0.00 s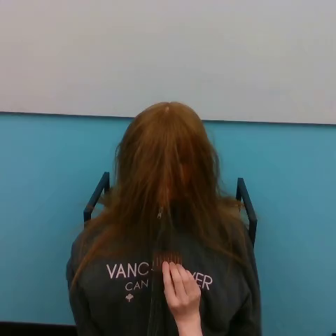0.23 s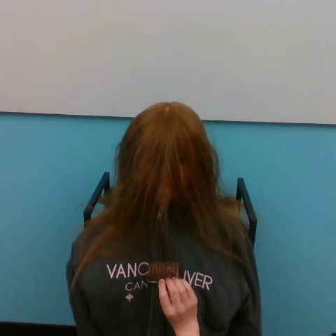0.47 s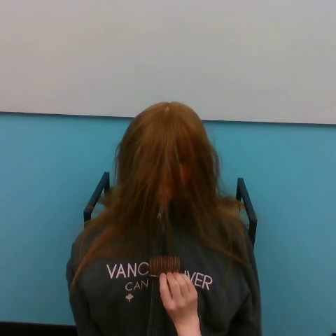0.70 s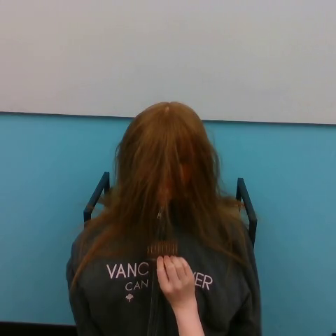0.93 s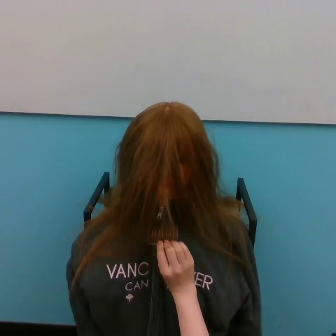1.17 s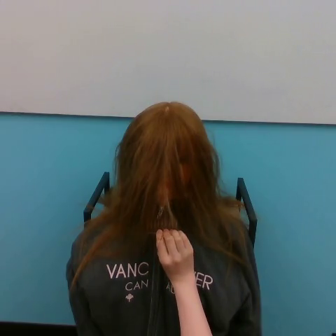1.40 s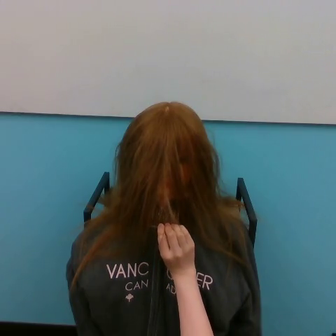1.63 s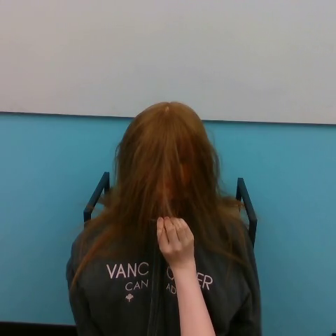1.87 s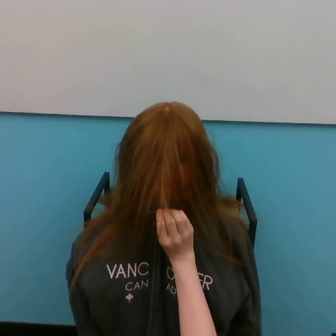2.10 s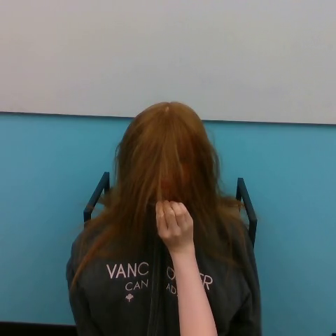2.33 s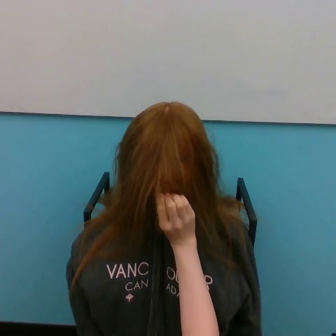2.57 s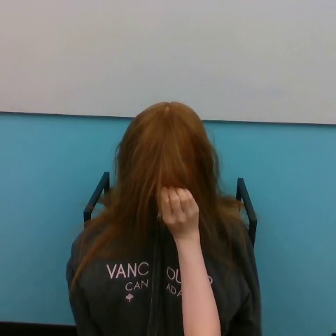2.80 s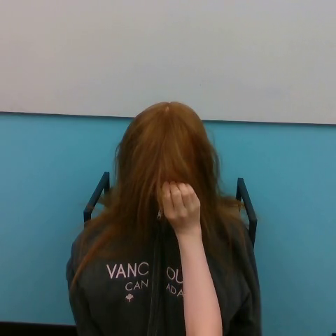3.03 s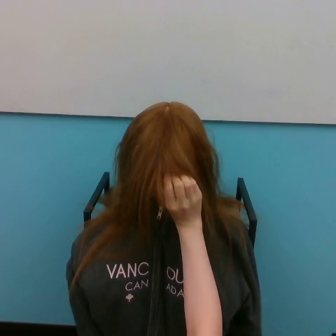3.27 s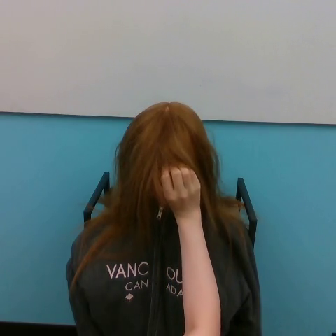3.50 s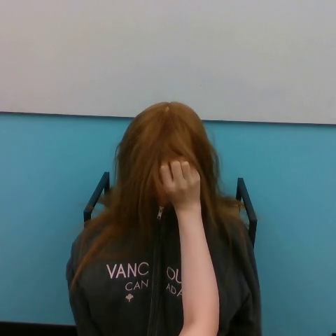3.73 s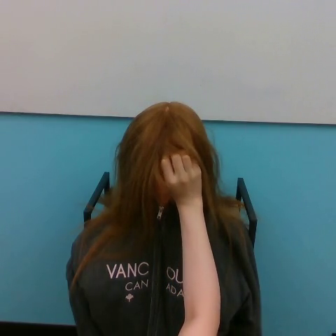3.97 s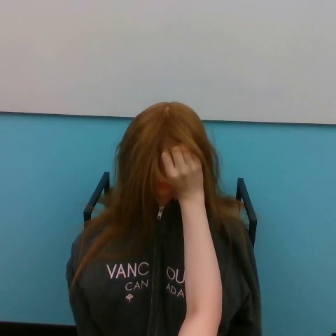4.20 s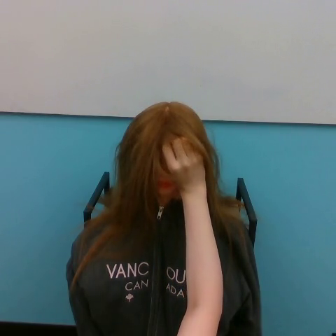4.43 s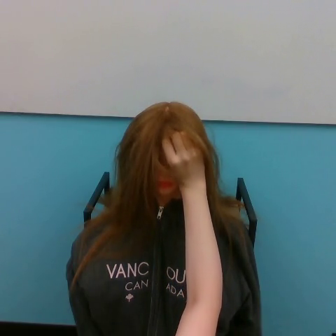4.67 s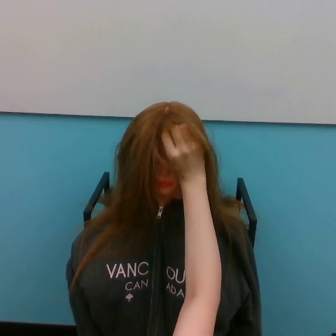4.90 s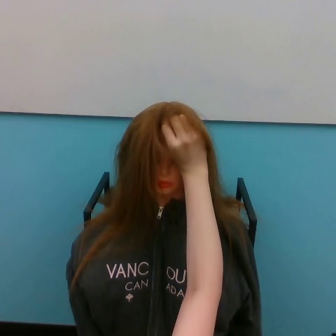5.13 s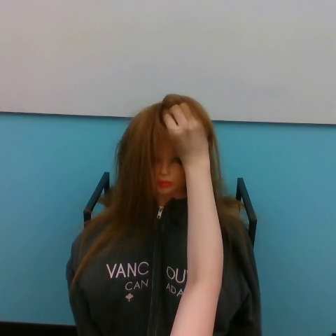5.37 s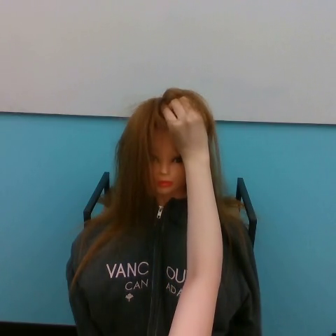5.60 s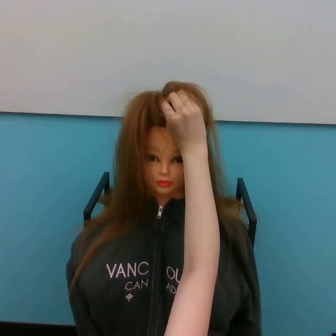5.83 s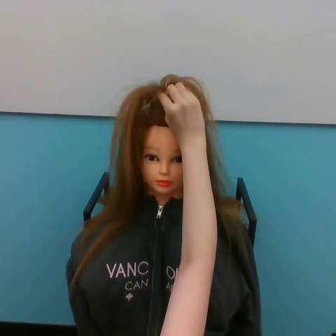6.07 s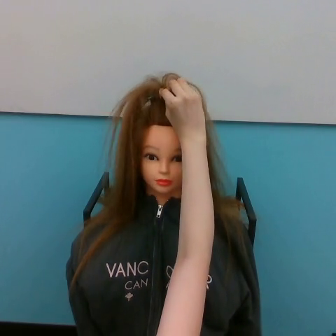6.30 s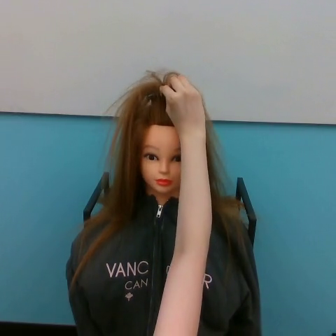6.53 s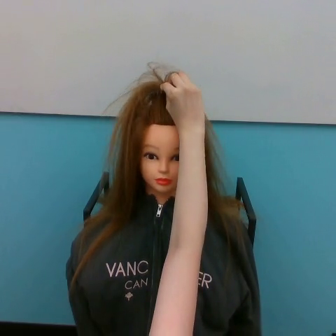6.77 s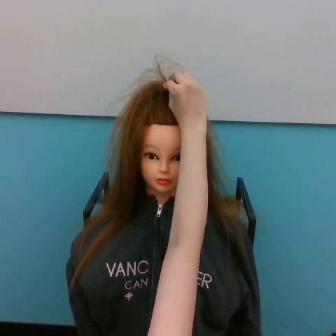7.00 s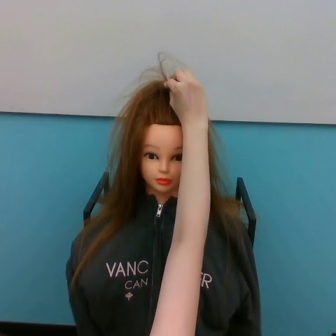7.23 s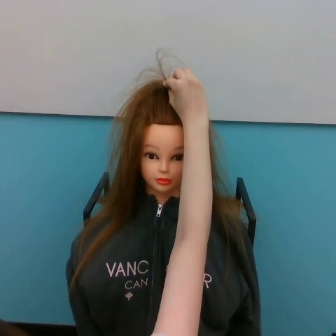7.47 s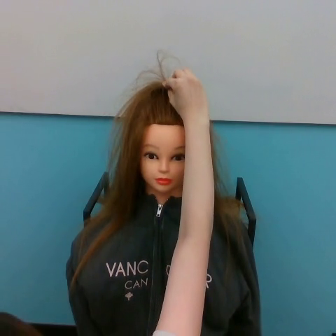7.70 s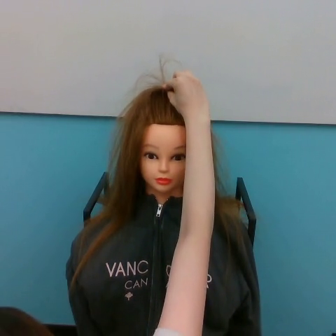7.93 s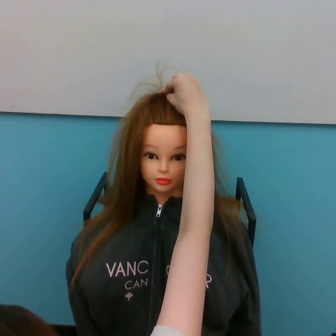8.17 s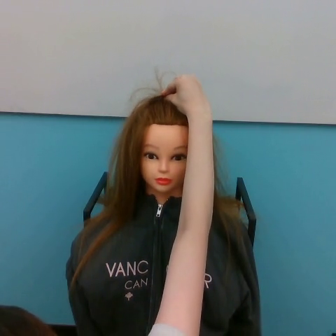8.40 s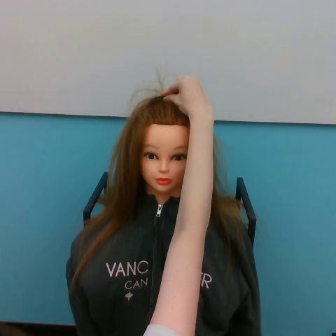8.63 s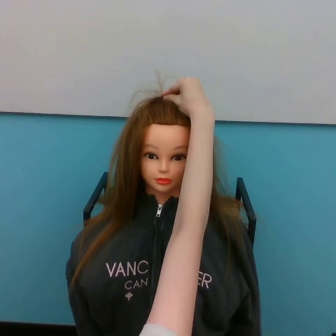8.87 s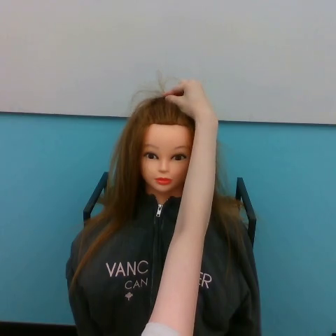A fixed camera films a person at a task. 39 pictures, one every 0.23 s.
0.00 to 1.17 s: The hand goes upward.
1.17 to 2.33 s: The hand goes upward.
2.33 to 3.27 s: The hand goes upward.
3.27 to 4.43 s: The hand goes upward.
4.43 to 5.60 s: The hand goes upward.
5.60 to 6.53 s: The hand goes upward.
6.53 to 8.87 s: The hand moves only a little.
Task: brush hair.
Motion: move upward, then move downward shortly.
